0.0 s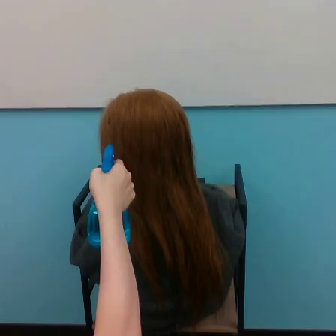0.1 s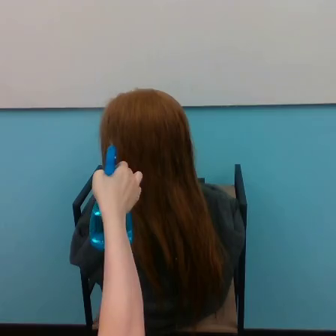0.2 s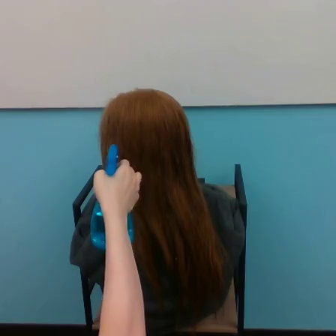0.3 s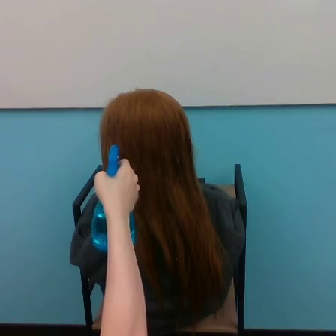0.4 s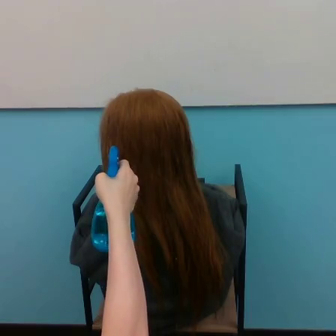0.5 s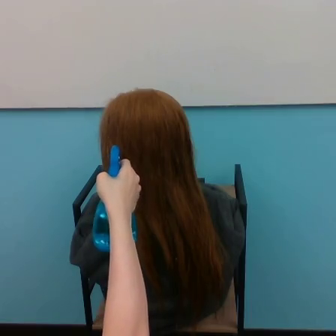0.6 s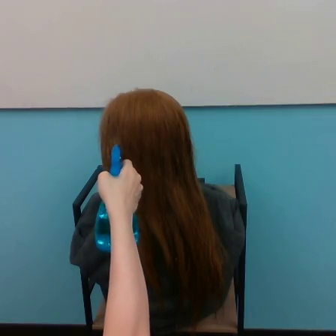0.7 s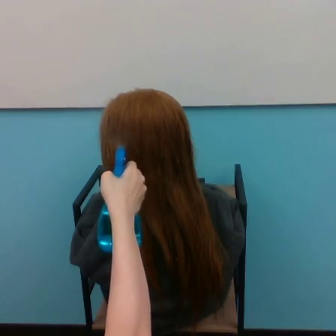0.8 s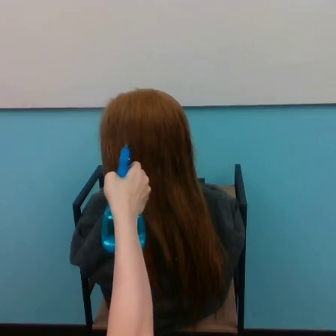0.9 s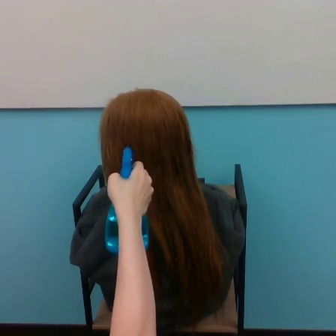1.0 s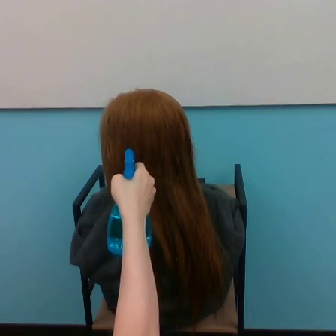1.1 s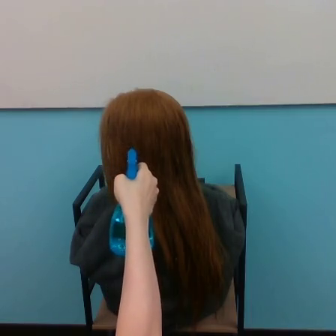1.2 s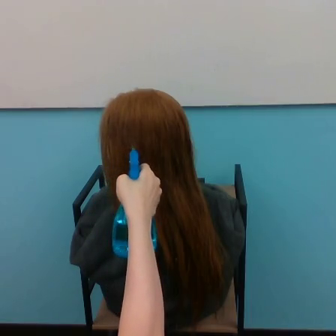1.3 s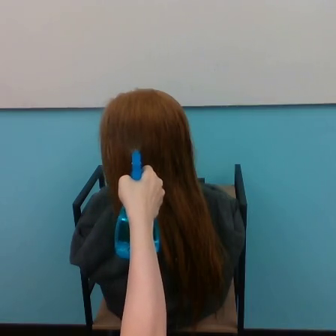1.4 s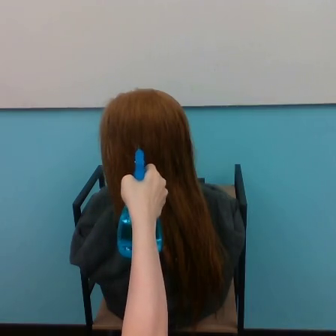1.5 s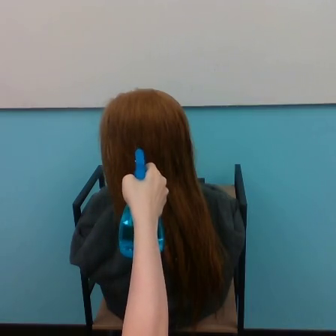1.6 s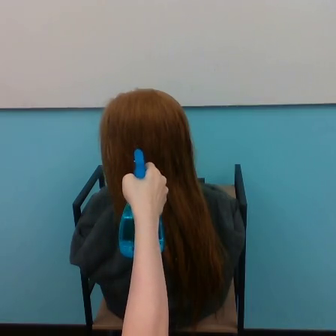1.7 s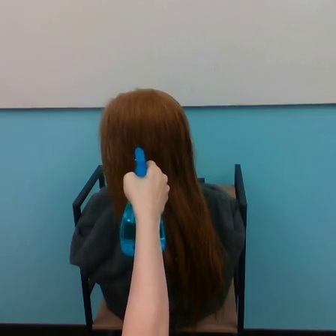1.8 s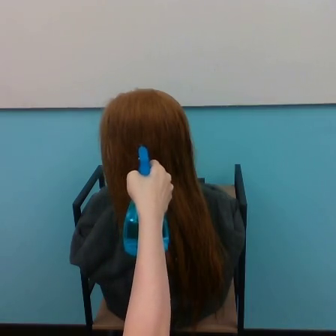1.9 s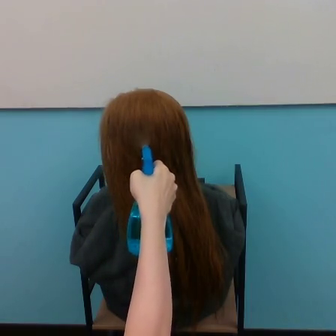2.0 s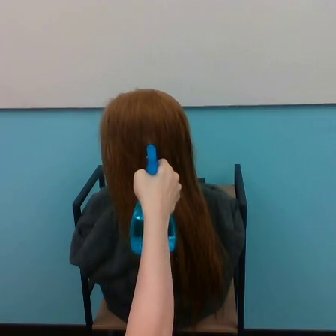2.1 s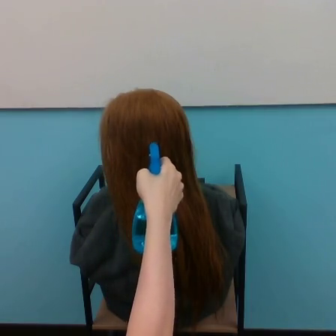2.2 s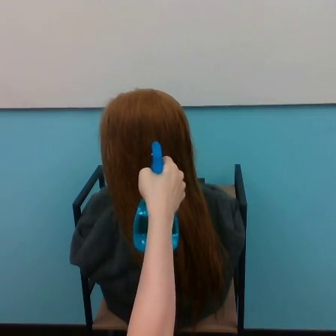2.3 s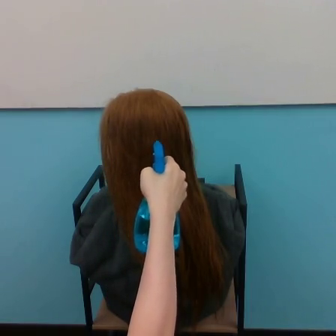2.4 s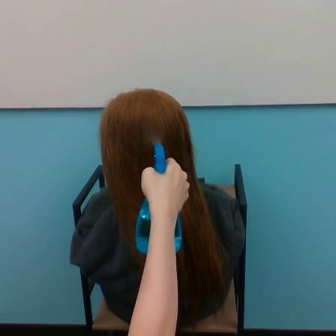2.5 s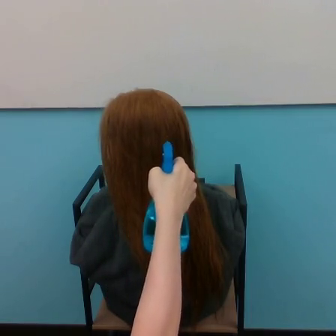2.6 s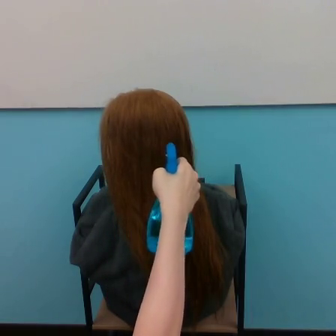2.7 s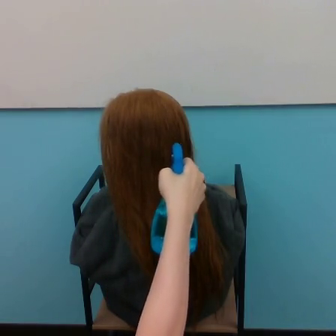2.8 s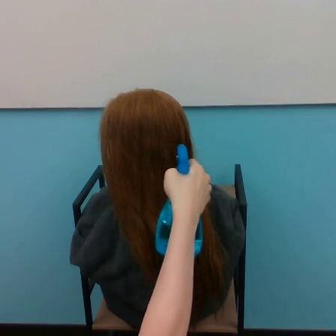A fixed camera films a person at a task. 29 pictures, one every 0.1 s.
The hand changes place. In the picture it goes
to the right.
0.0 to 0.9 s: The hand goes to the right.
0.9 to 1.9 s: The hand goes to the right.
1.9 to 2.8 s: The hand goes to the right.
Task: spray water on hair.
Motion: move to the right.
